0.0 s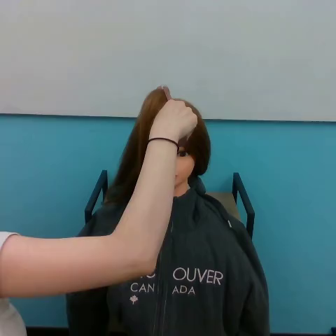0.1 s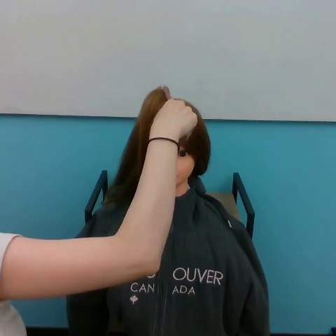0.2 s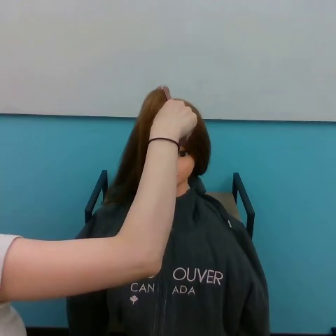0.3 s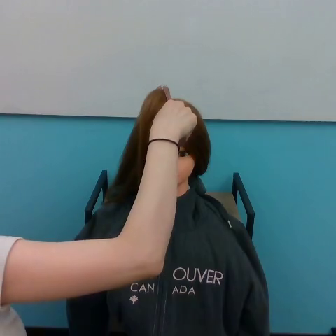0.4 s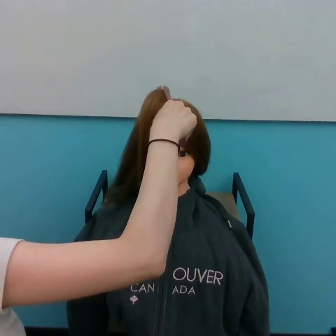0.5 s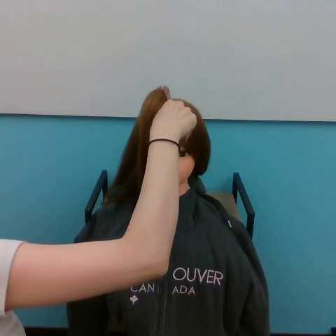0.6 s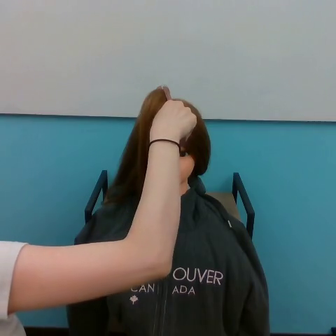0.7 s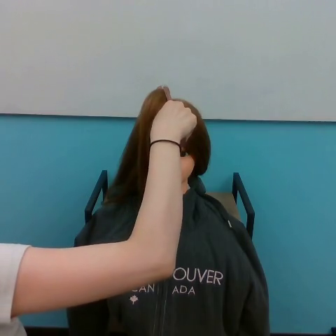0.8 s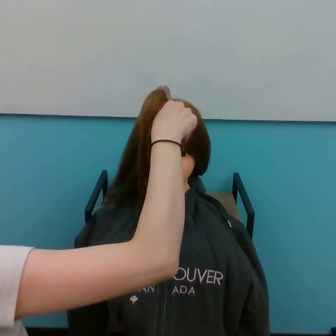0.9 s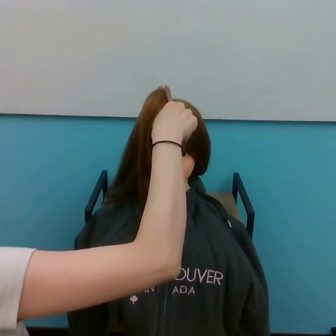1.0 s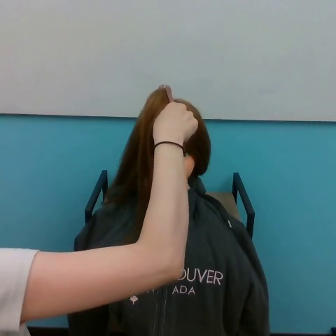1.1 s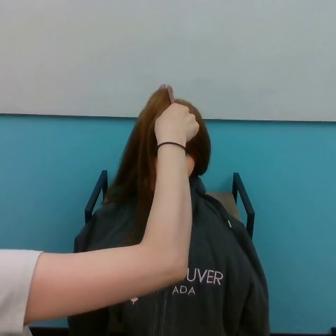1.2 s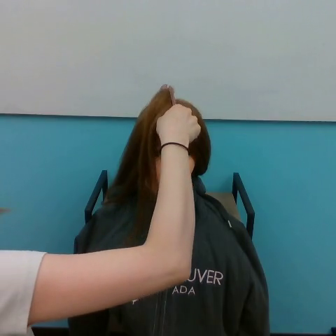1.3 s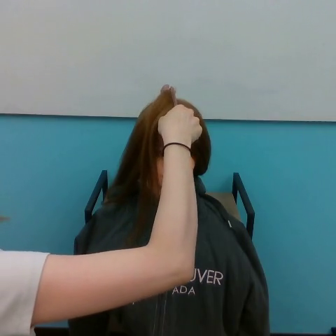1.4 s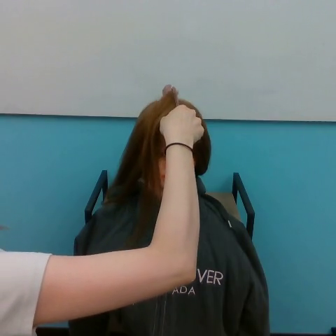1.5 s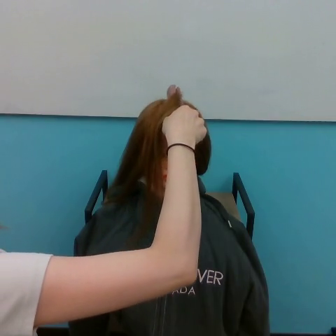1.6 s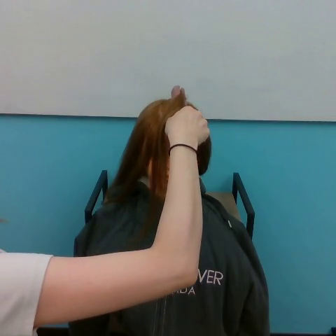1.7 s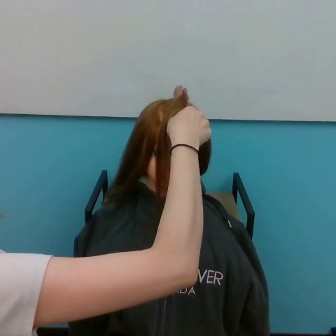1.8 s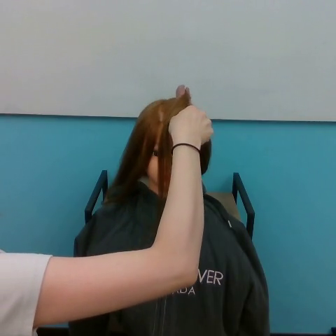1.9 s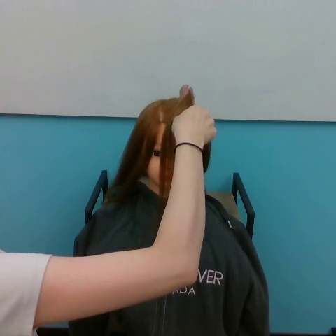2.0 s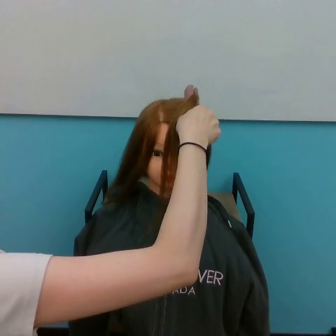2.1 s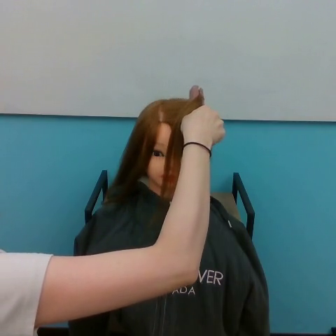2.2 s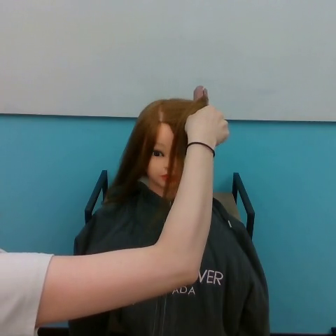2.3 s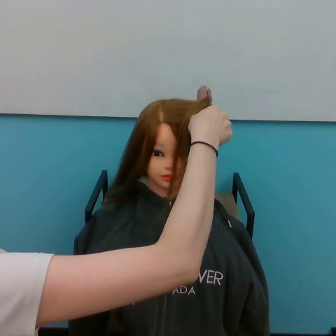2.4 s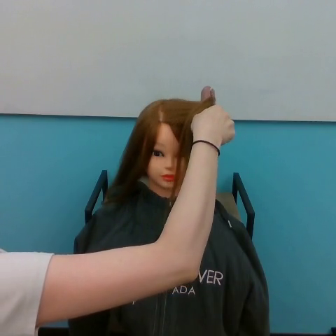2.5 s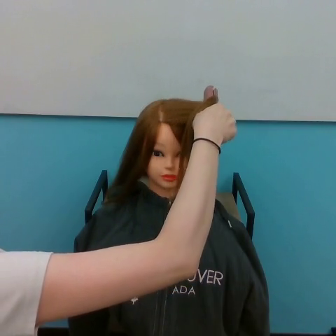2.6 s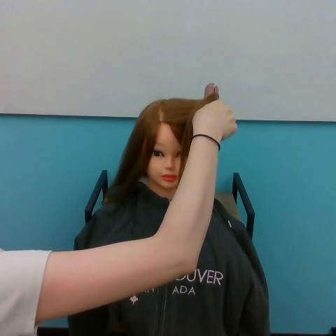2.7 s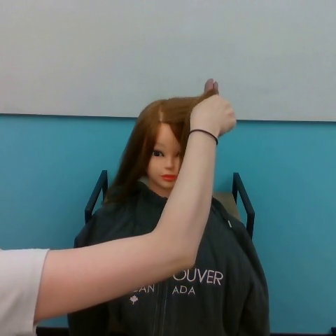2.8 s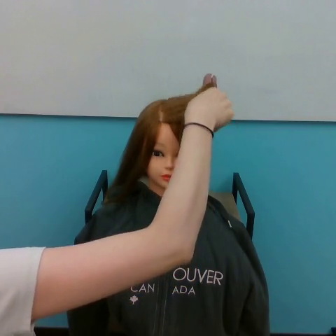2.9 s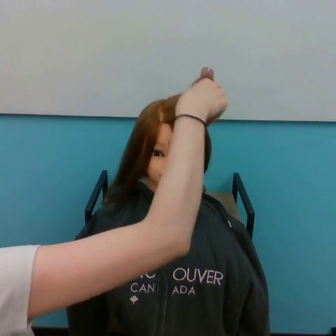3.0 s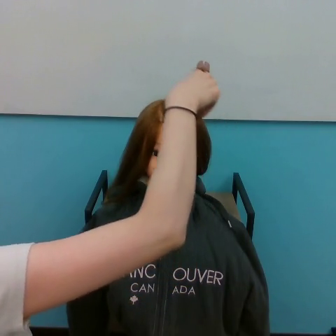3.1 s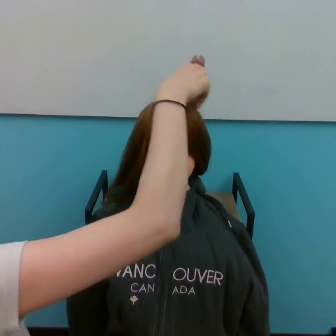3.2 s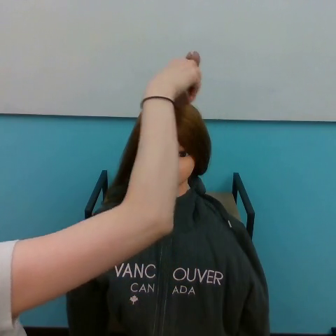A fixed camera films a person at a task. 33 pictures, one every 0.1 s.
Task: straighten hair.
0.0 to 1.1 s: The hand moves only a little.
1.1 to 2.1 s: The hand goes to the right.
2.1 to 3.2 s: The hand goes upward and to the left, on a counterclockwise arc.
In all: It circles counterclockwise, turning through about 270 degrees.
